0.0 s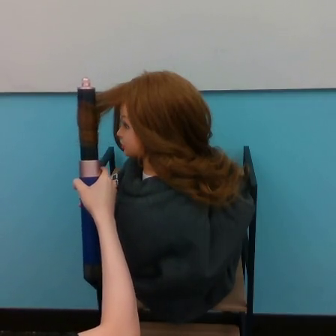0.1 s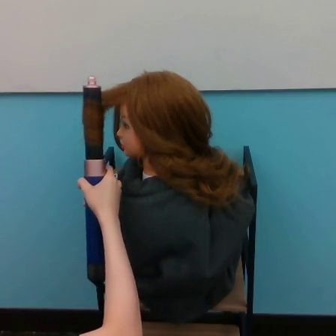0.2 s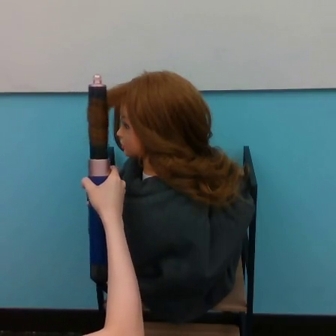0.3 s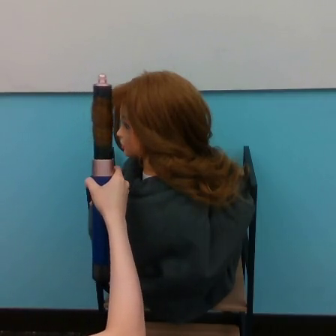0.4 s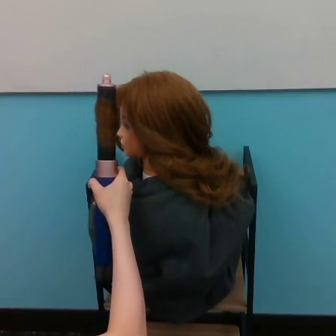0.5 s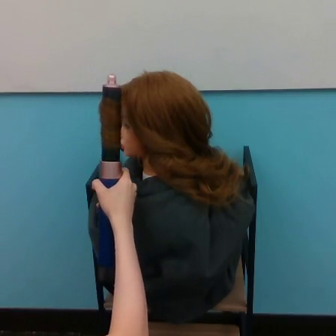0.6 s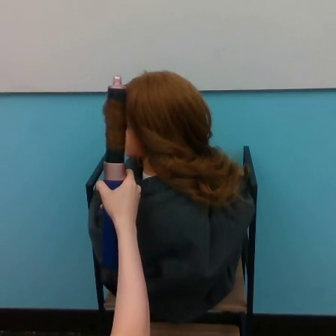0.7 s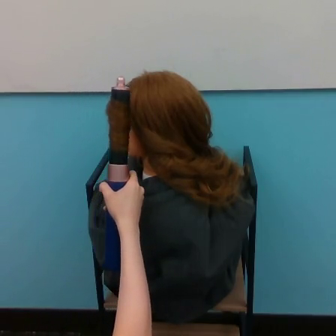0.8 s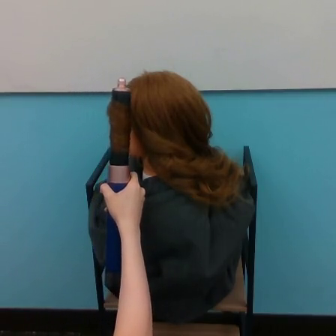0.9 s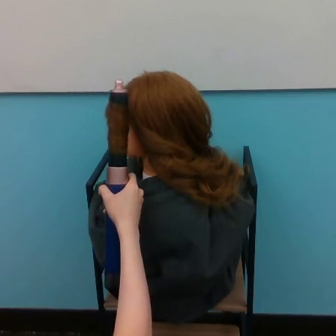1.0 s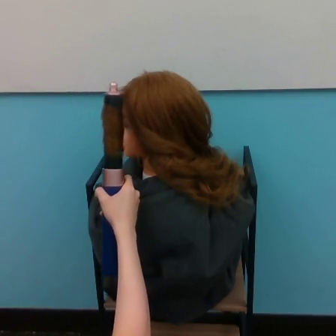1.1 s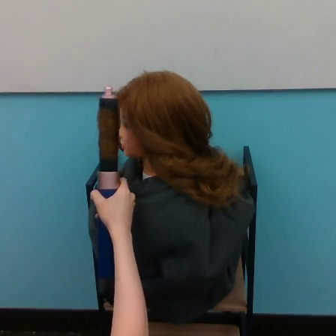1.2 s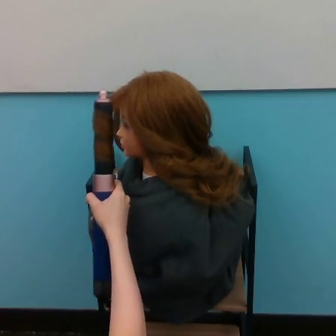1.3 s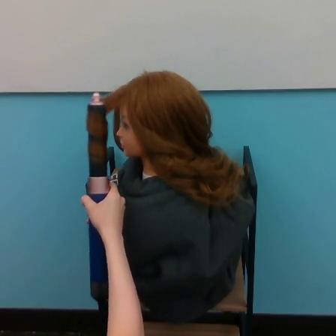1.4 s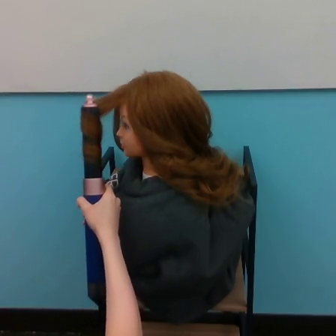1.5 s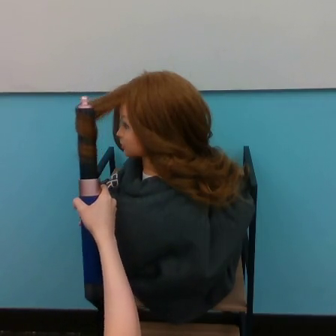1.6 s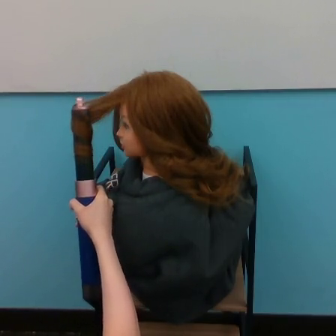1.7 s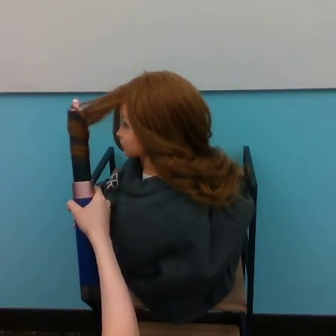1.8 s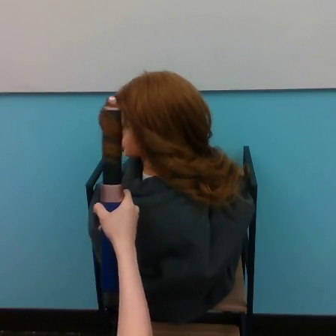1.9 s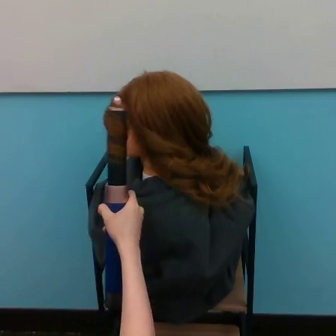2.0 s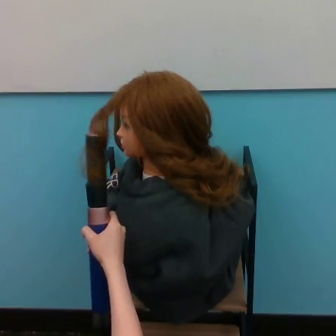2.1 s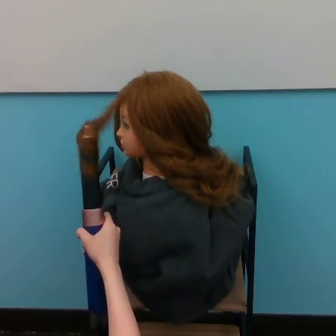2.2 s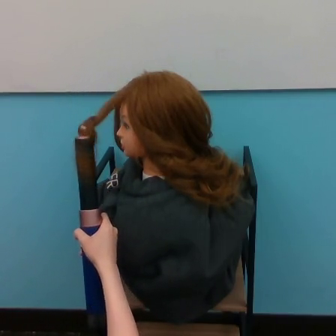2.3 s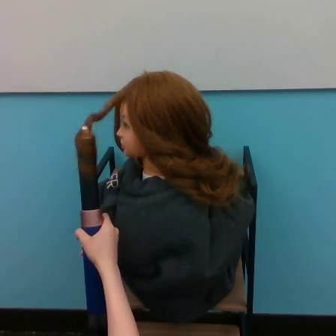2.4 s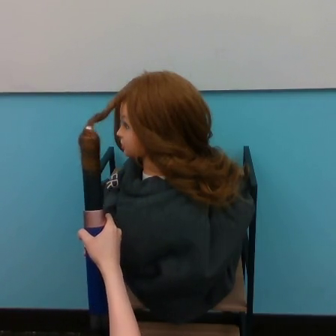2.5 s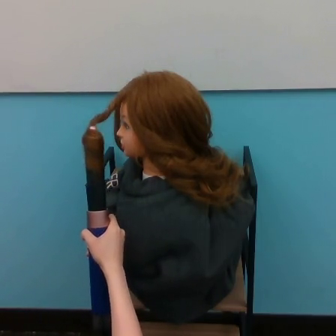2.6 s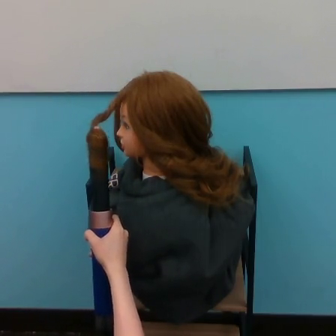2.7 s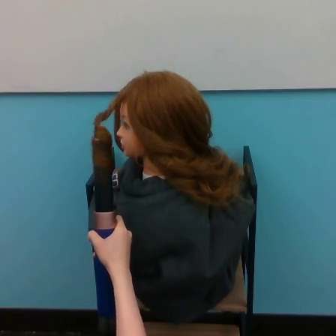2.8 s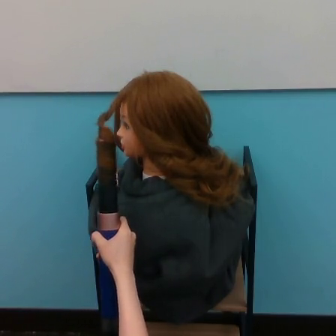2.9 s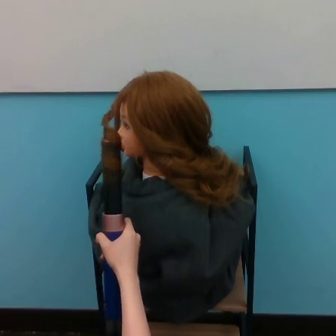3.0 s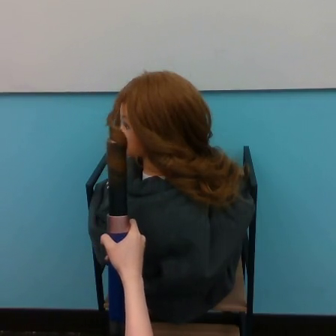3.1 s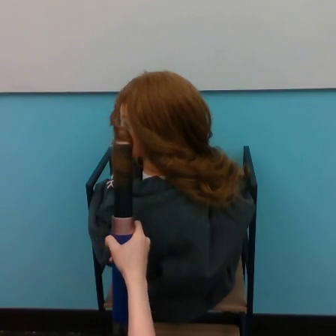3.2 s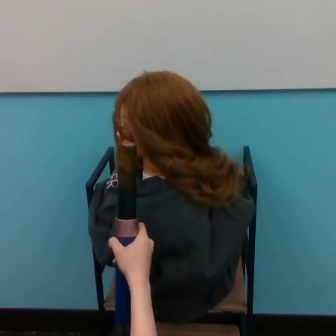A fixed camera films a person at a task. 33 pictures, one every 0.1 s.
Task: curl hair.
0.0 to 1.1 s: The hand goes to the right, on a clockwise arc.
1.1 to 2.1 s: The hand goes downward and to the left.
2.1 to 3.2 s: The hand goes to the right.
